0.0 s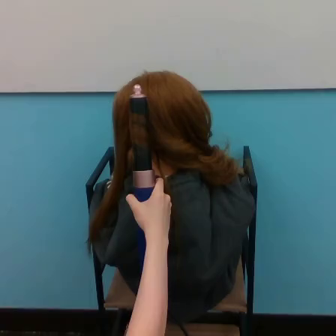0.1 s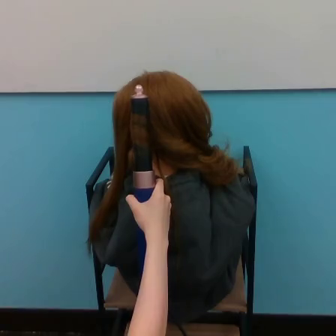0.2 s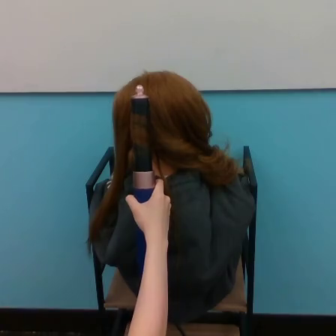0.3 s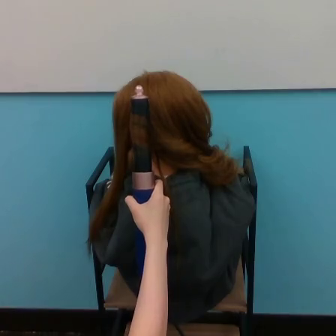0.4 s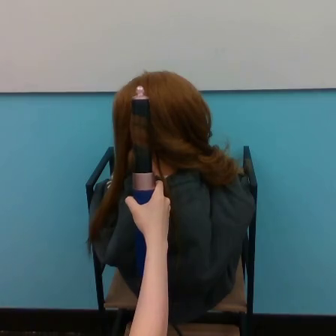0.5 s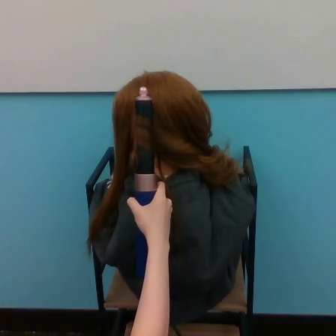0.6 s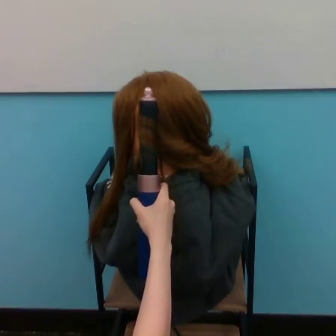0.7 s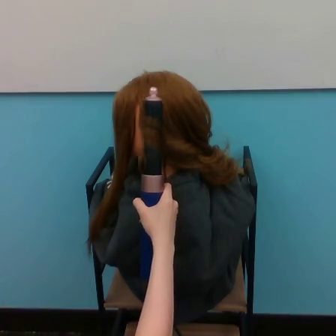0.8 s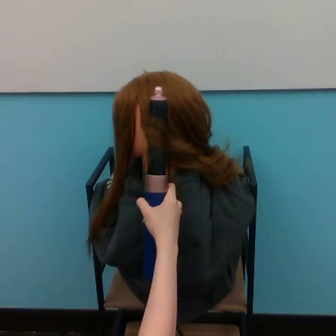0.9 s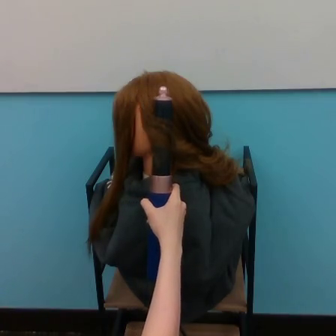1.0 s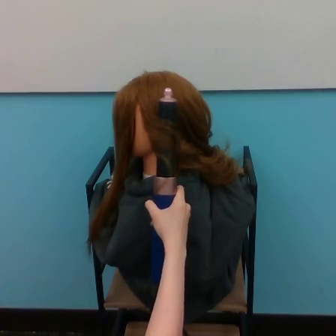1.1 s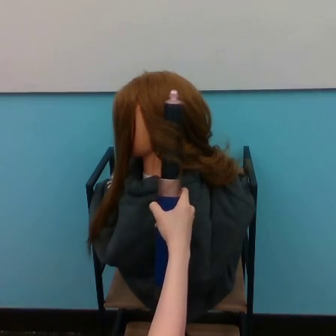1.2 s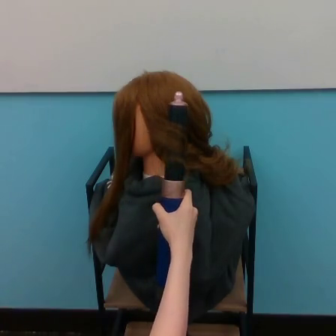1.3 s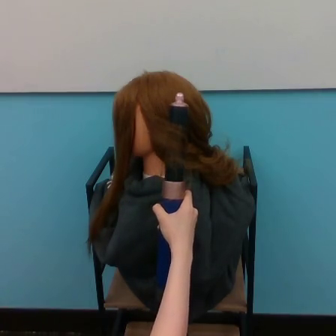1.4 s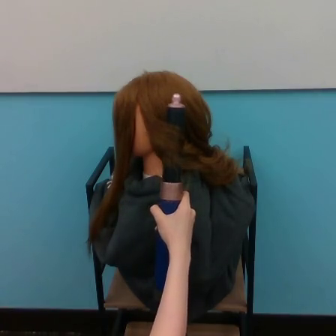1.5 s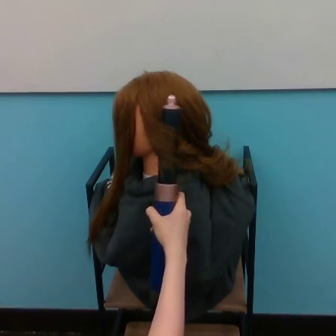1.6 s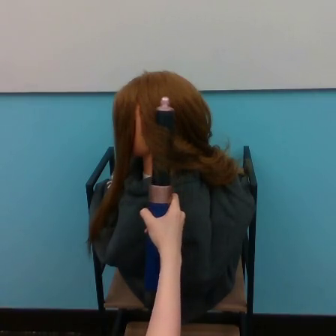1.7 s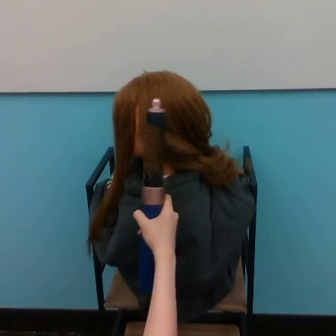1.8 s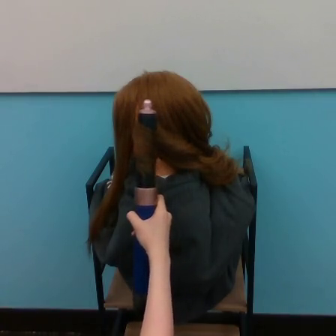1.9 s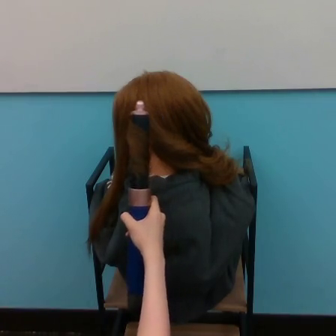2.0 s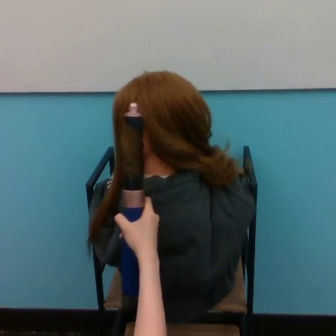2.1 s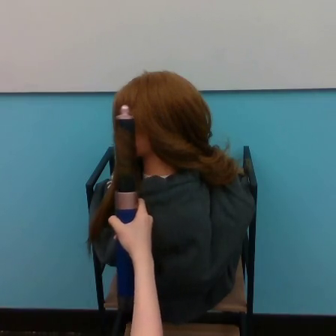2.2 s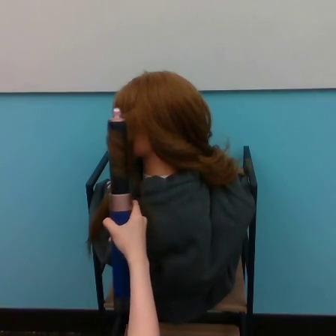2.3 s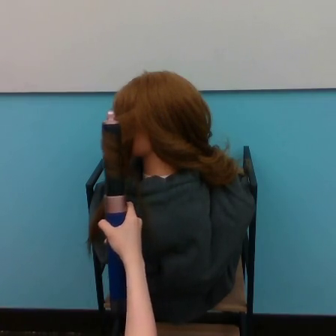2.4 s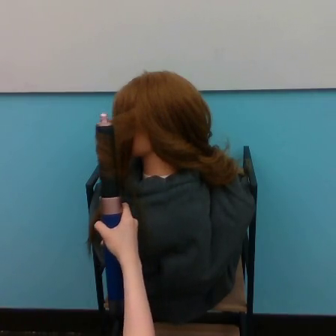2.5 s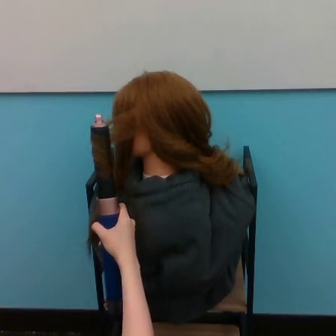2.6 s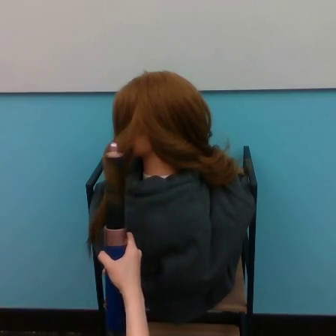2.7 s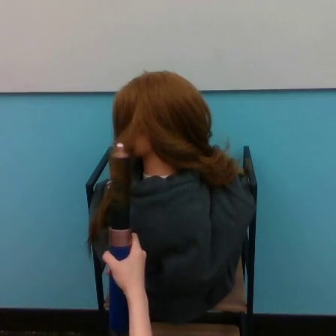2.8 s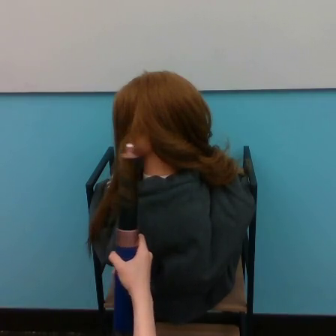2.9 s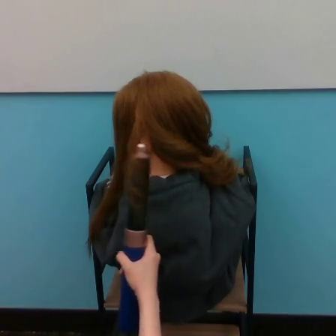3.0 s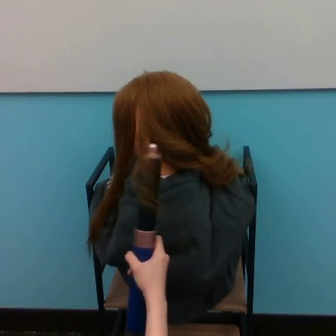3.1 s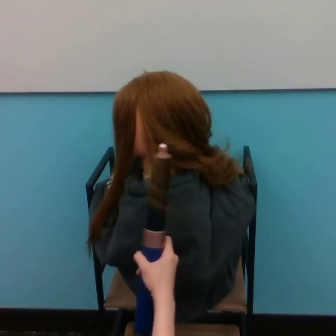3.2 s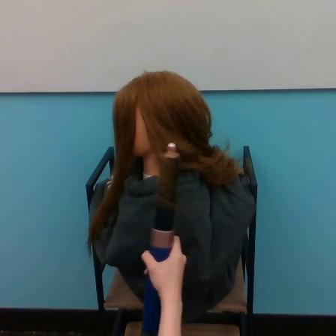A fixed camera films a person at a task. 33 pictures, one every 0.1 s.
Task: curl hair.
0.0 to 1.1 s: The hand goes to the right.
1.1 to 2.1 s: The hand goes to the left.
2.1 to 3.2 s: The hand goes downward and to the right, on a counterclockwise arc.
